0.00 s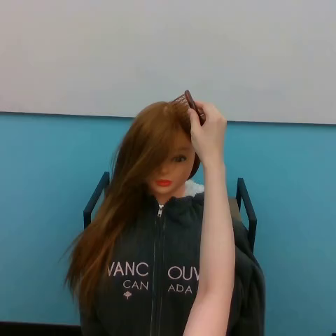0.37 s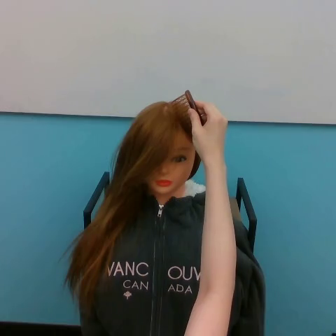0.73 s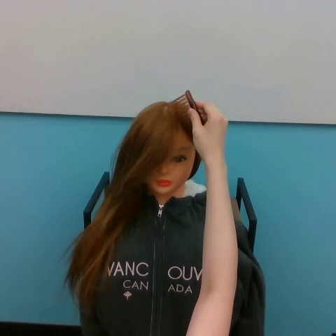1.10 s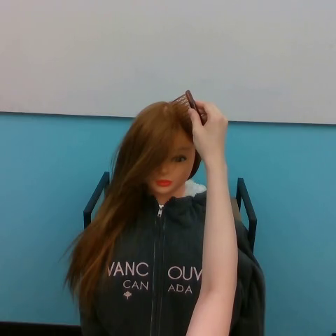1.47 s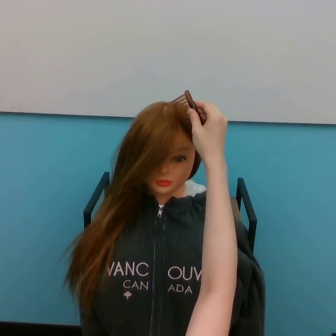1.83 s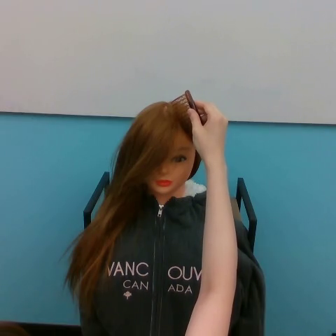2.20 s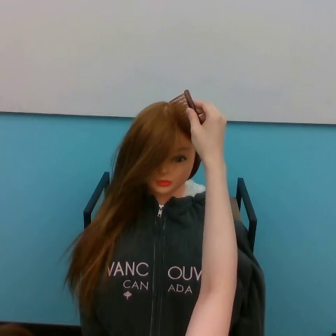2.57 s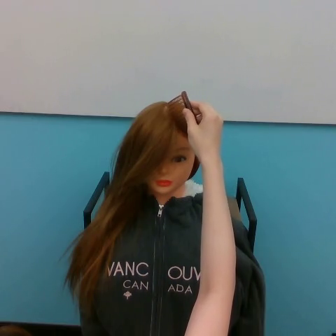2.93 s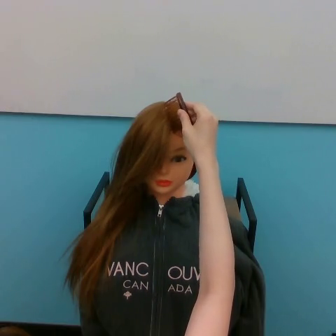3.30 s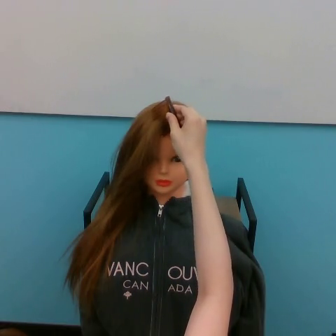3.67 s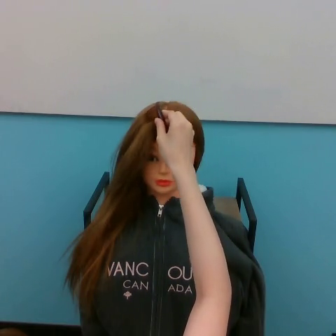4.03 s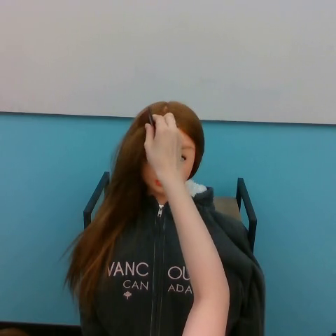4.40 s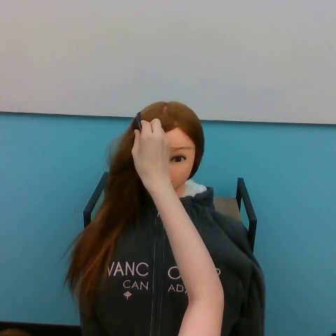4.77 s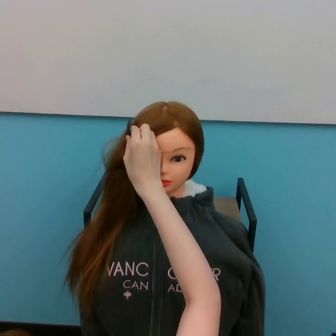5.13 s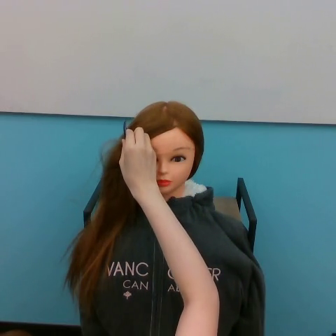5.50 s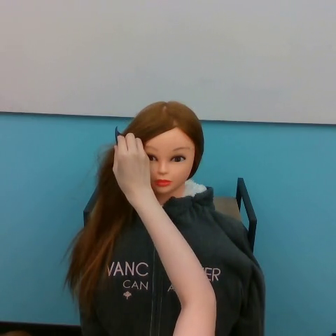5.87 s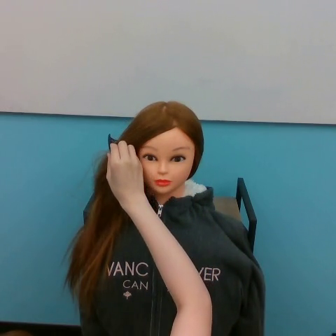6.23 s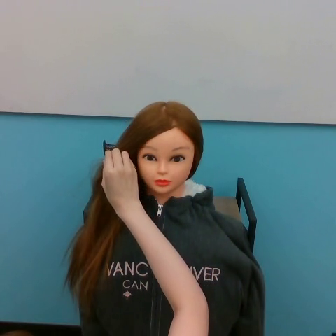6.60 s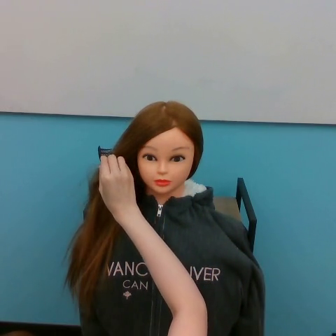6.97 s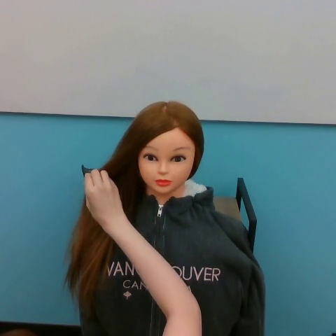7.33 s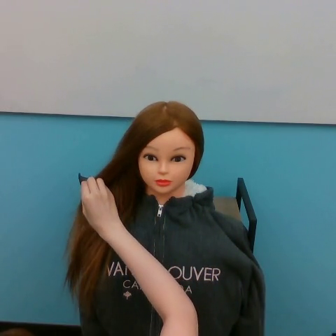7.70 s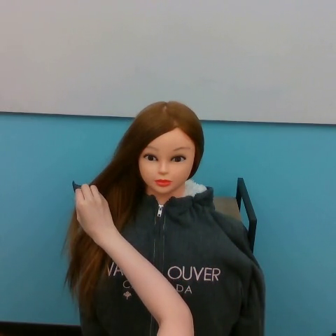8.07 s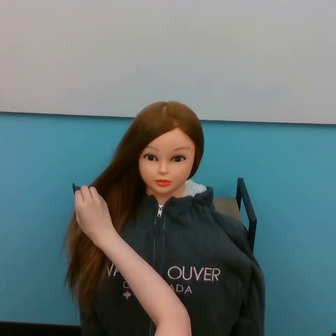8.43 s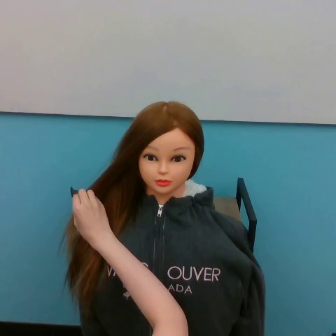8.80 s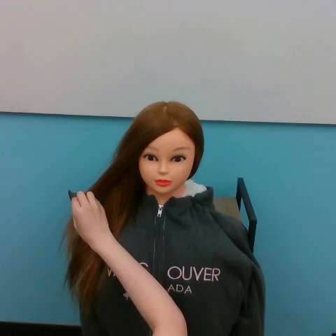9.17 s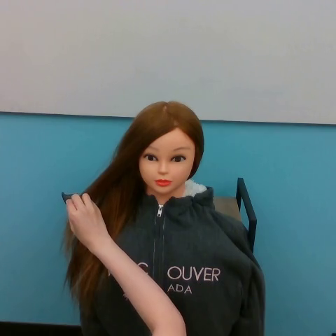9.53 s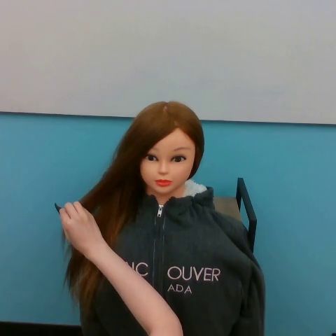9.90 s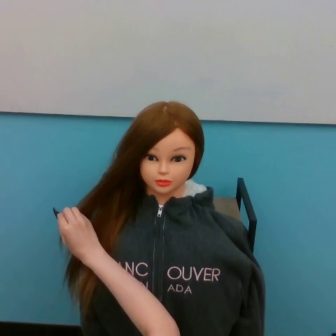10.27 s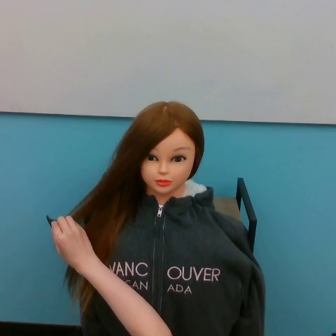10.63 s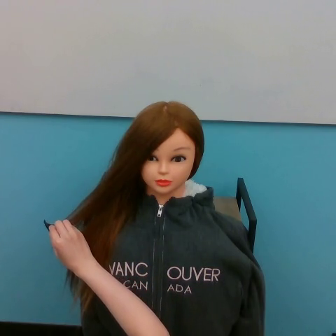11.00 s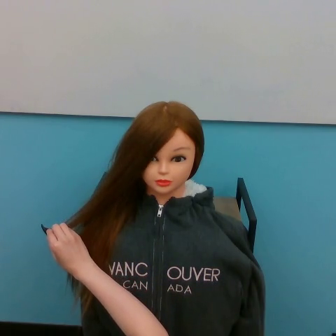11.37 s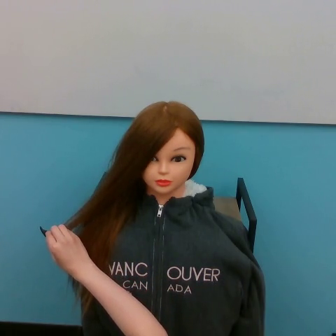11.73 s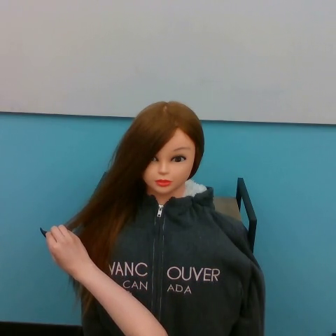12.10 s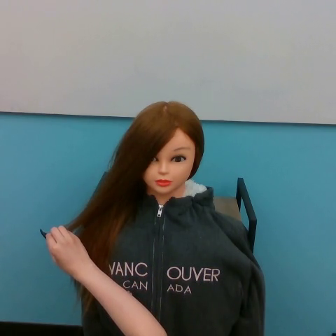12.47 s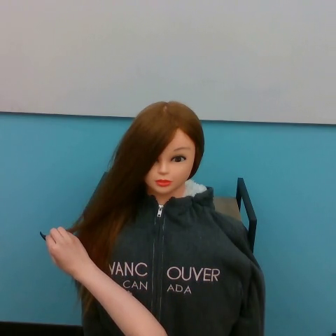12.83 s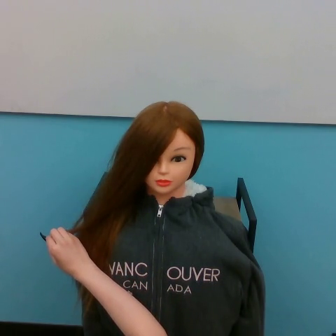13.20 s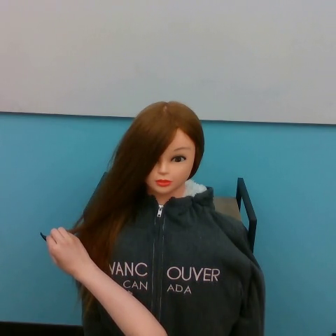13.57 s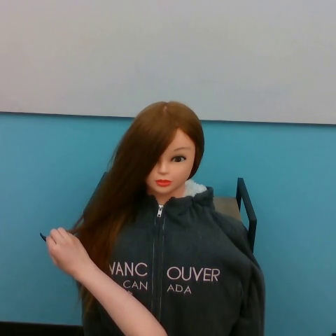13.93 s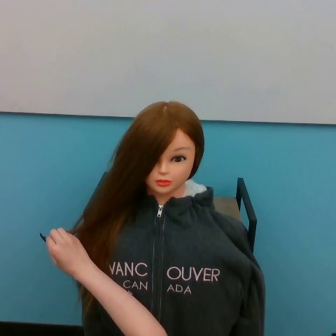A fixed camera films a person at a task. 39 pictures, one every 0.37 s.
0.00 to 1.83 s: The hand stays where it is.
1.83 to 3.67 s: The hand goes to the left.
3.67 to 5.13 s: The hand goes to the left and downward.
5.13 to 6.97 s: The hand goes downward and to the left.
6.97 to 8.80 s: The hand goes downward.
8.80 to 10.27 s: The hand goes downward and to the left.
10.27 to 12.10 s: The hand moves only a little.
12.10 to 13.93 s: The hand stays where it is.
Task: brush hair.
Motion: move downward and to the left.
